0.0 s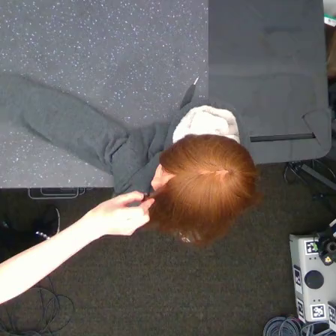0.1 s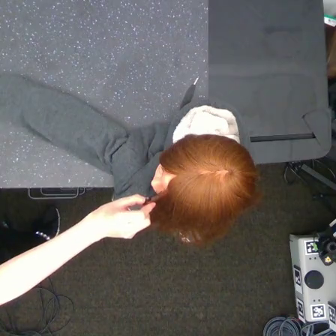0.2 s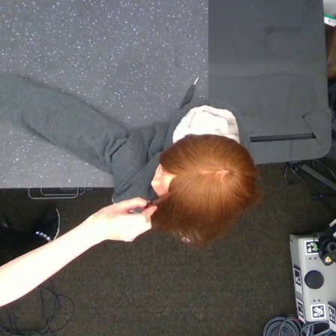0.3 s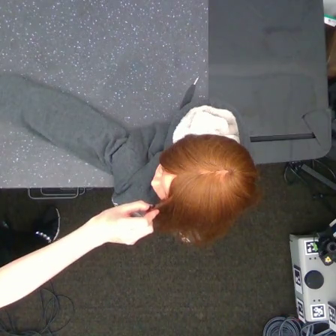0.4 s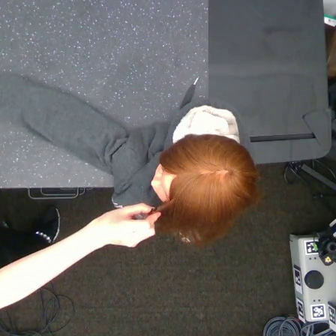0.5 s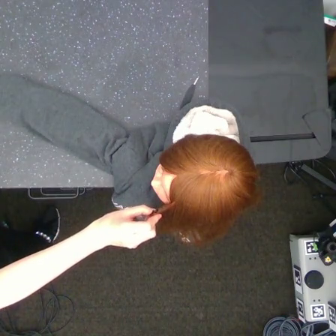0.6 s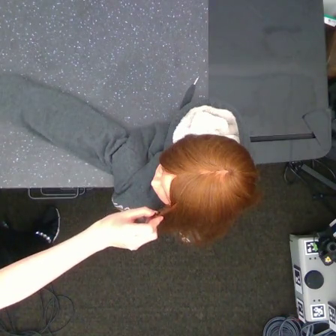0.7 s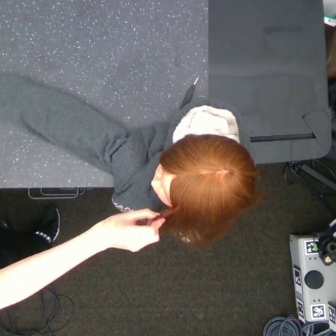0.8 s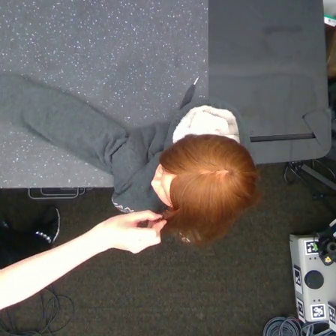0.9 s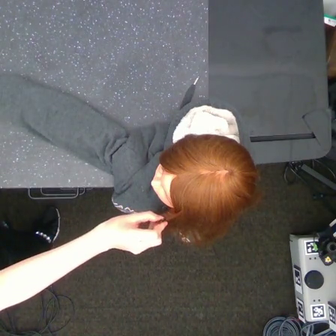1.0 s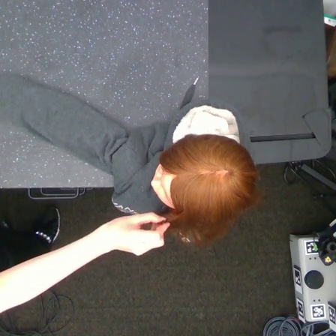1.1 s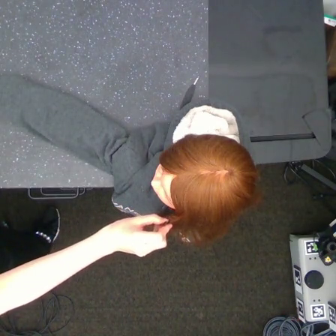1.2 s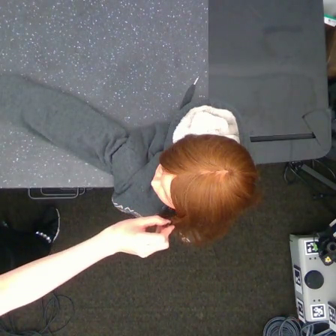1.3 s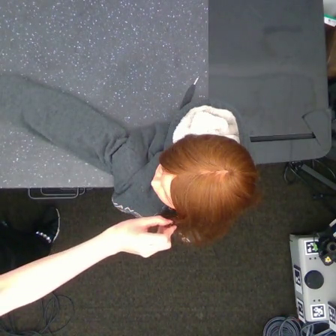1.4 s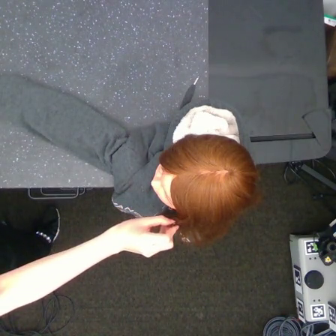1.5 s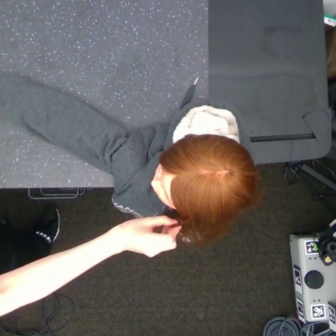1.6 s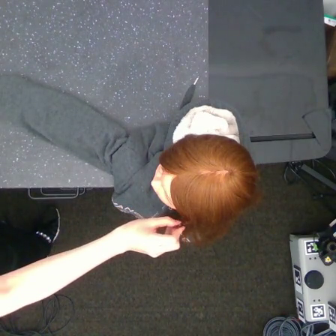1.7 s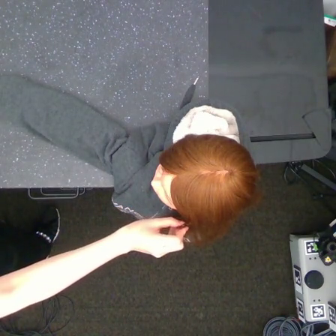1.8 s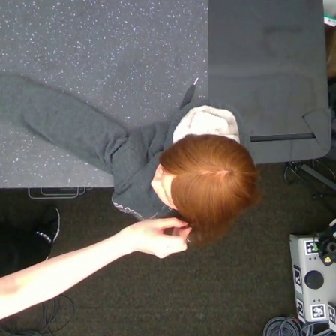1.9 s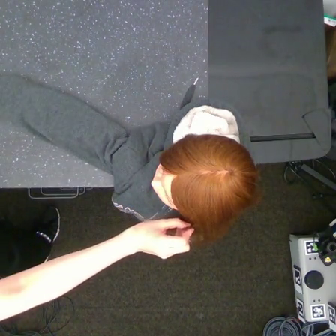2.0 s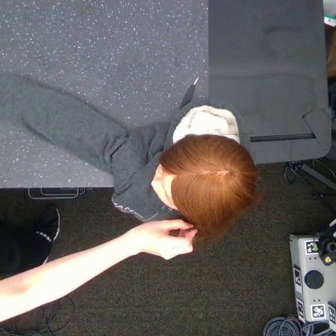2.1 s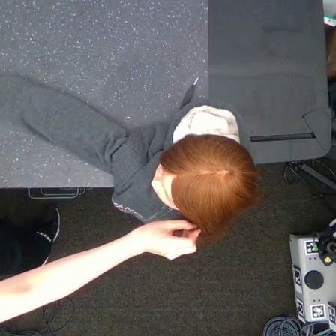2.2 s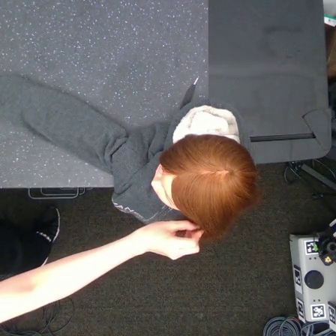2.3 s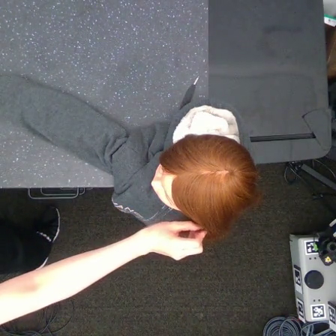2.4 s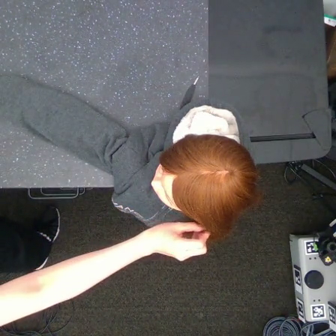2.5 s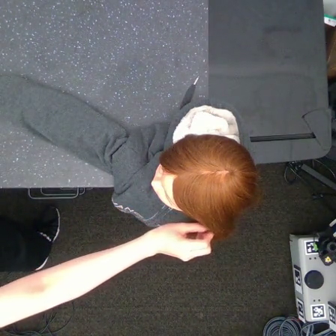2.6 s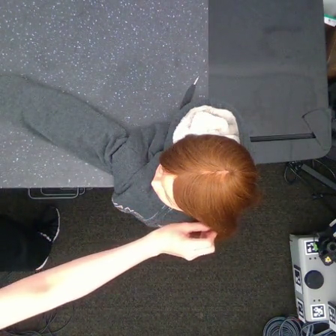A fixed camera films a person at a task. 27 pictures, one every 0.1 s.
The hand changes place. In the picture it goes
to the right.
0.0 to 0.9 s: The hand goes downward.
0.9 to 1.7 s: The hand goes to the right.
1.7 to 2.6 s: The hand goes to the right.
Task: tidy side hair.
Motion: move downward and to the right.
